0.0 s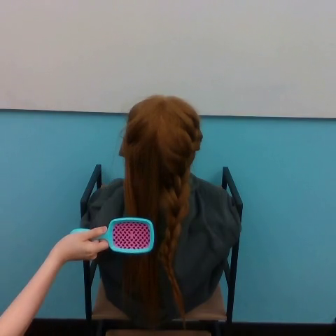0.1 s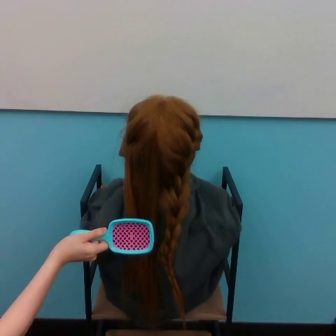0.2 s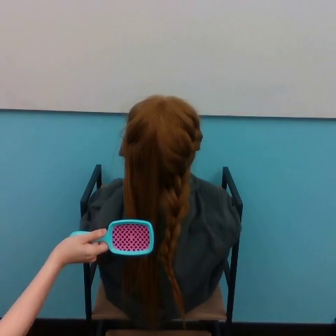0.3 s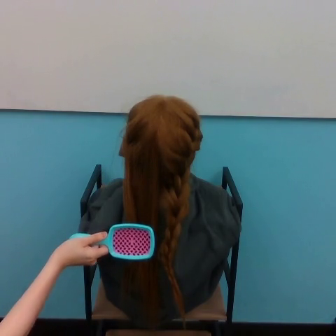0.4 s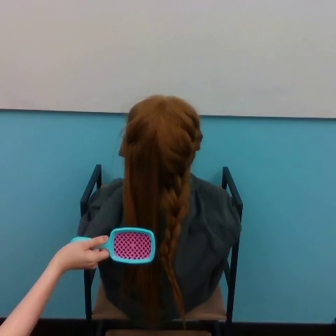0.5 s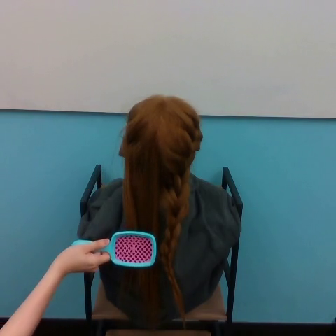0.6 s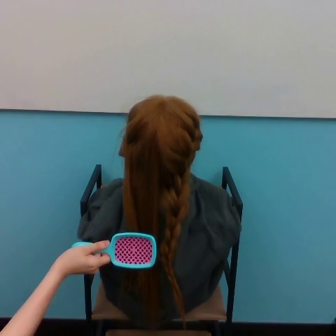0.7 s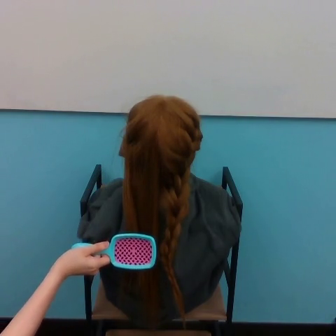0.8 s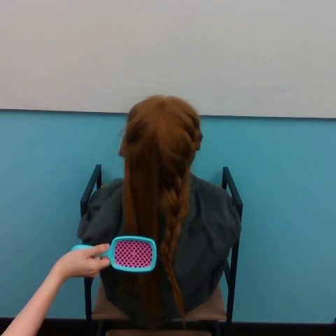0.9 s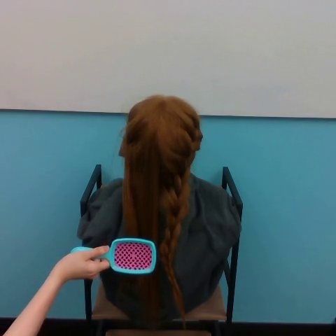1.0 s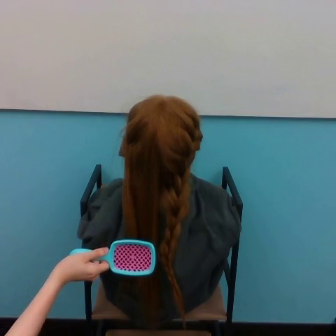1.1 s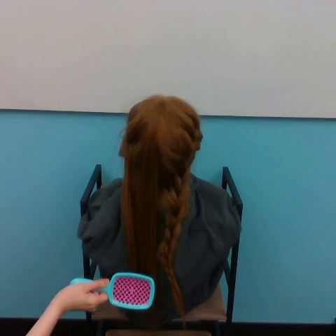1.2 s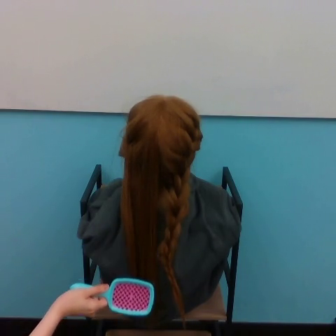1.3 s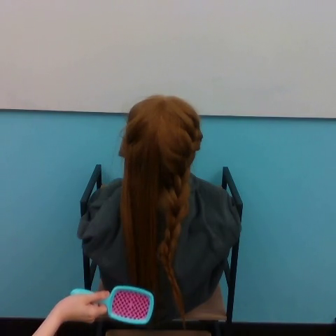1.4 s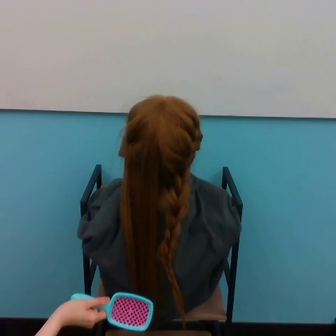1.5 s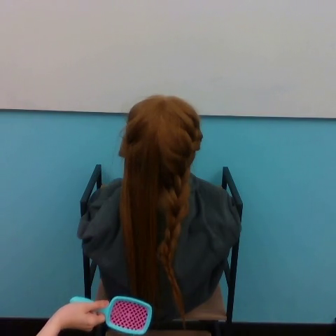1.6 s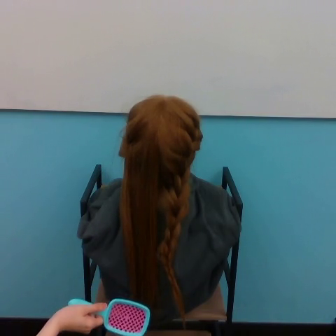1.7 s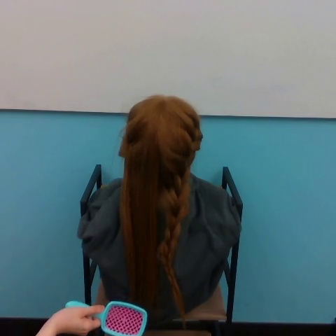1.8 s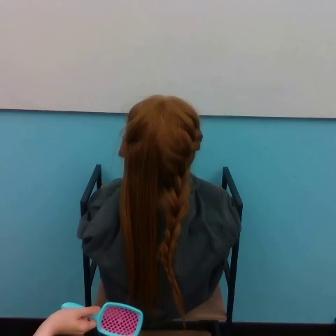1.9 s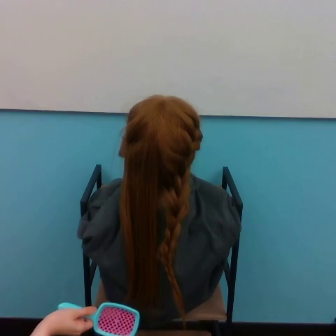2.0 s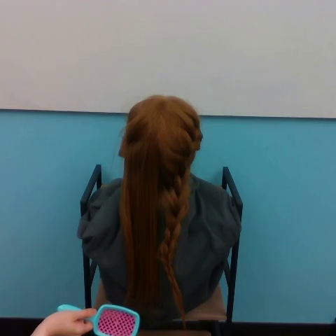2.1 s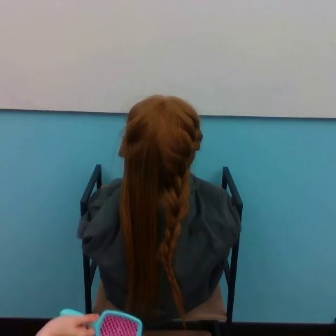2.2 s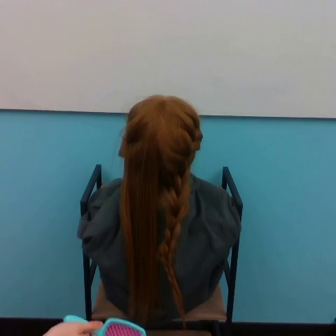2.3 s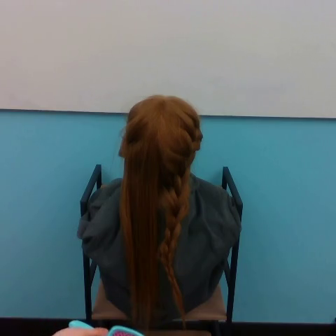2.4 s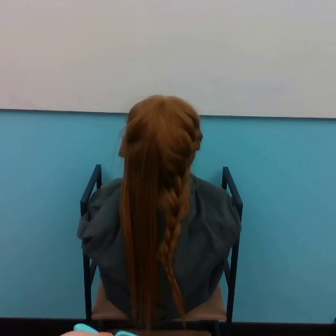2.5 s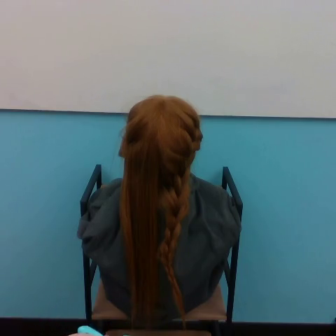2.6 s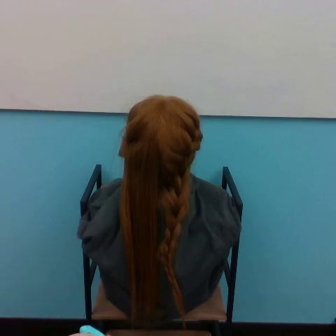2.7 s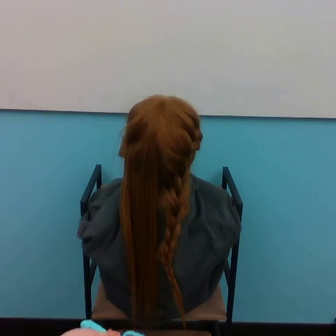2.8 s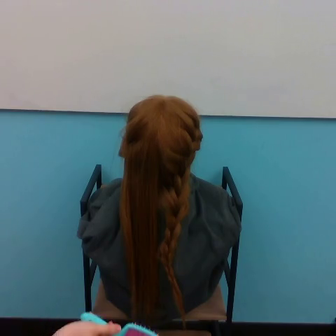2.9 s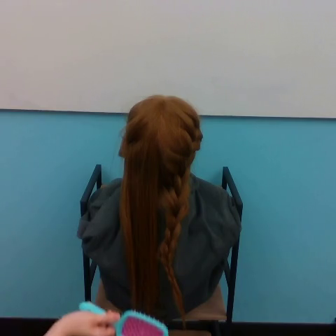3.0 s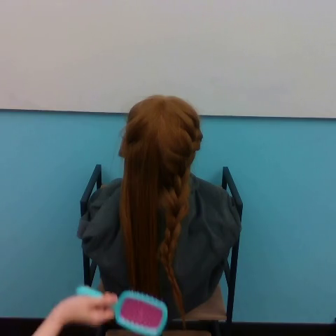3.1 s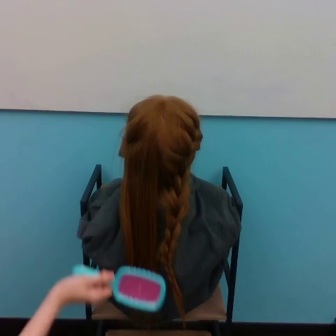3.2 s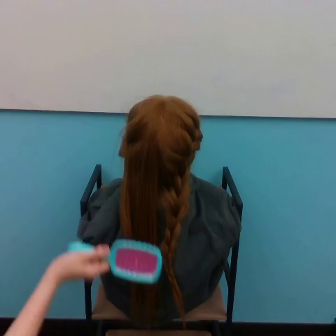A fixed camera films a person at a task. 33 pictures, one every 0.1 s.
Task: brush hair.
0.0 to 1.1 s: The hand goes downward.
1.1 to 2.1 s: The hand goes downward.
2.1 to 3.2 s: The hand goes upward.
